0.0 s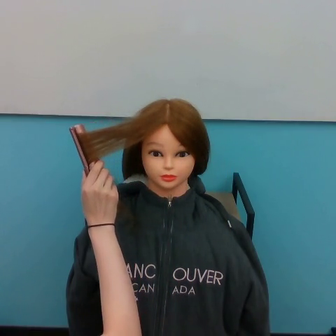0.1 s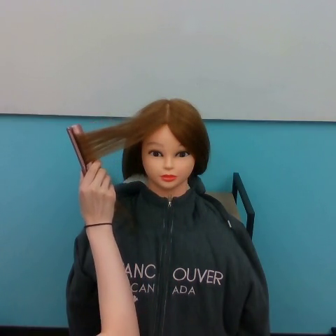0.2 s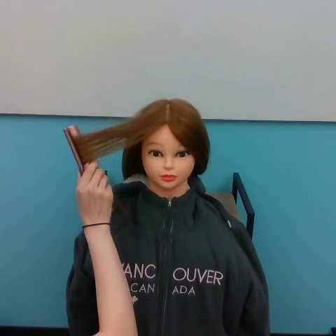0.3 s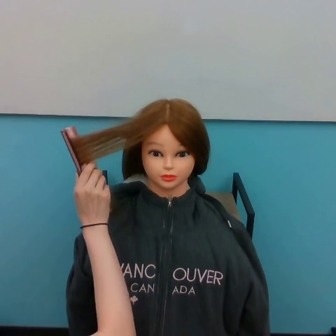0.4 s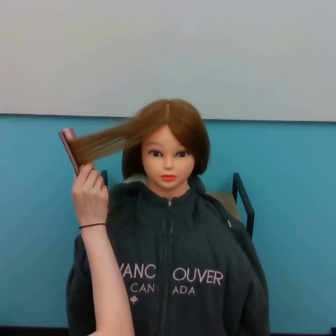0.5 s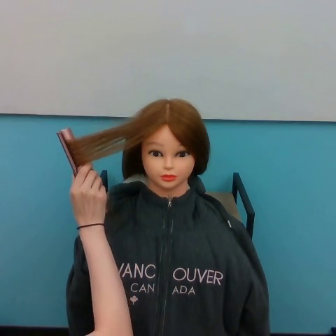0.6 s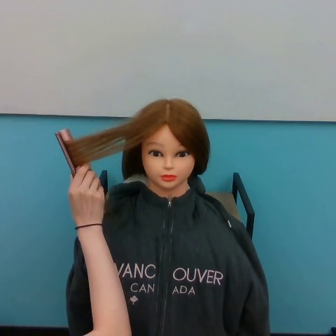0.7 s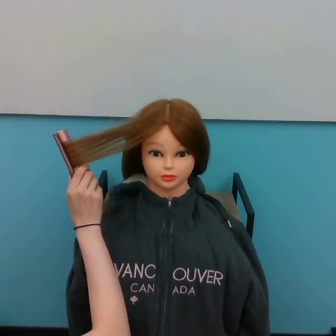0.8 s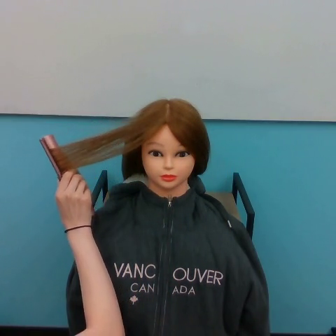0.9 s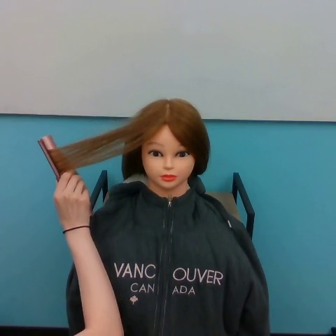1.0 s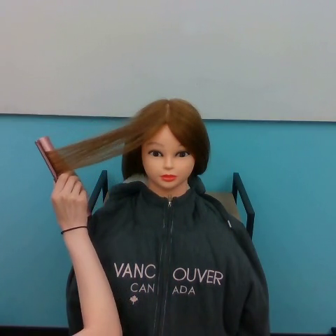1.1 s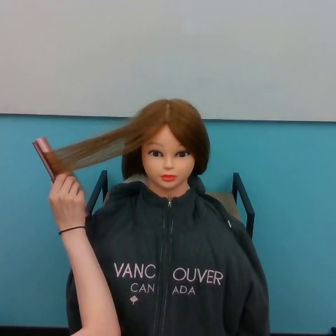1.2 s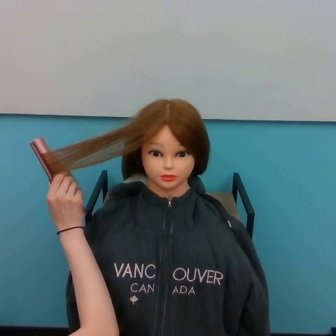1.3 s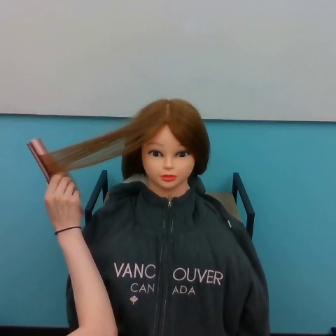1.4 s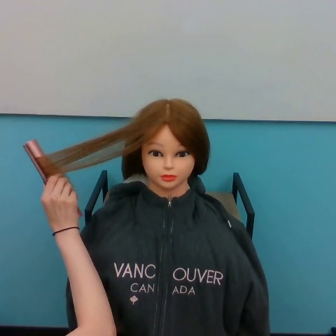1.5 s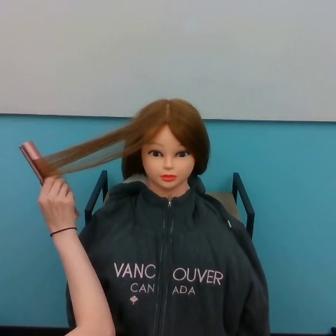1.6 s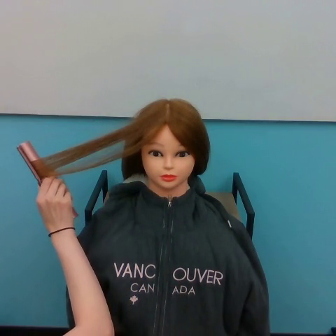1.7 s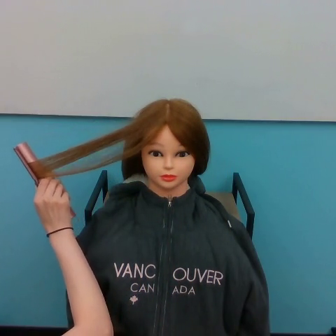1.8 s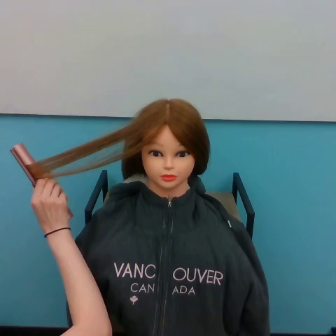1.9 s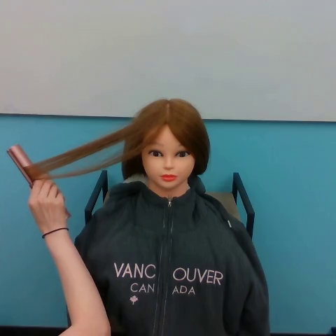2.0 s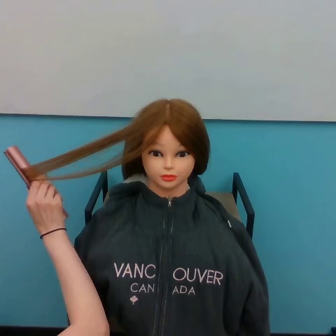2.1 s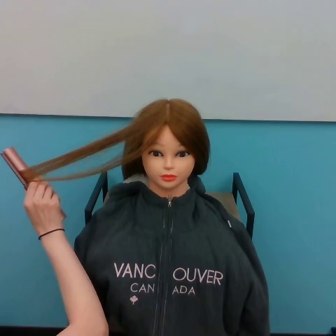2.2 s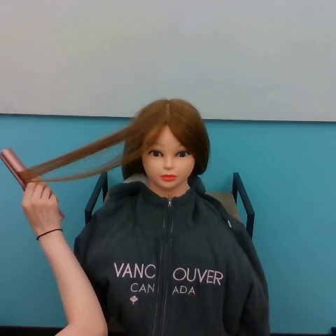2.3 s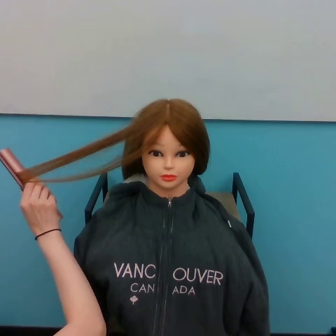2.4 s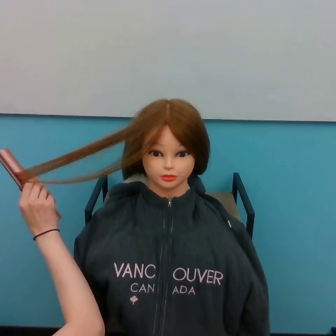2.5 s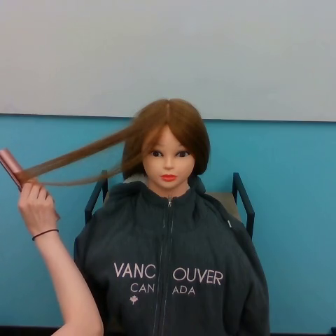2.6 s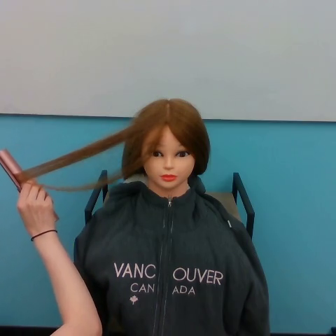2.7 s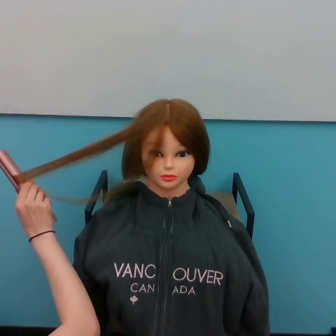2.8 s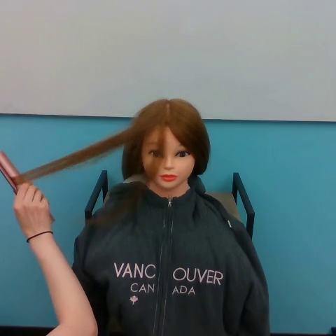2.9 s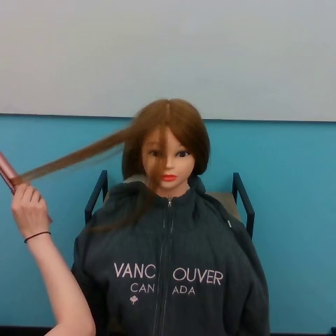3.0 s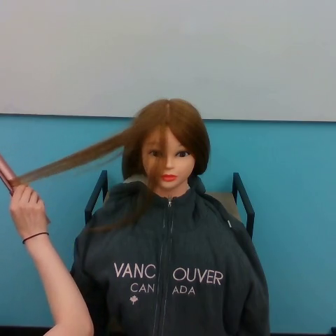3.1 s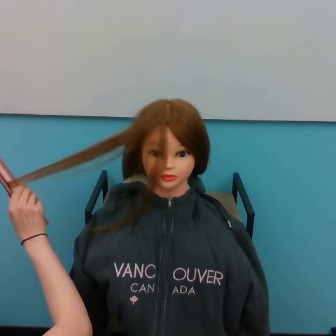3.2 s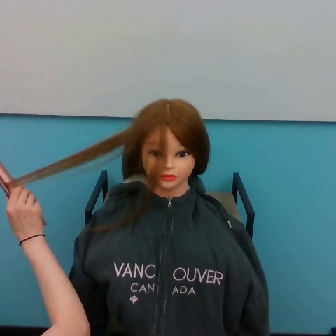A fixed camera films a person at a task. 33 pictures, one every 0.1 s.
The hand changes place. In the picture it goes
to the left.
0.0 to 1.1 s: The hand goes to the left.
1.1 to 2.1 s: The hand goes to the left.
2.1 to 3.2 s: The hand goes to the left.
Task: straighten hair.
